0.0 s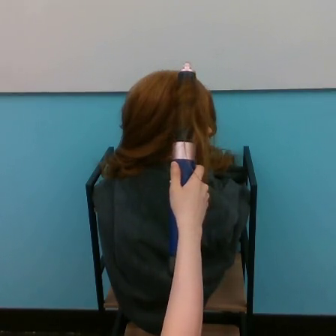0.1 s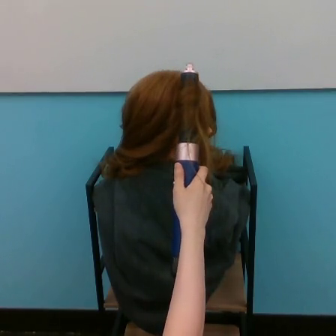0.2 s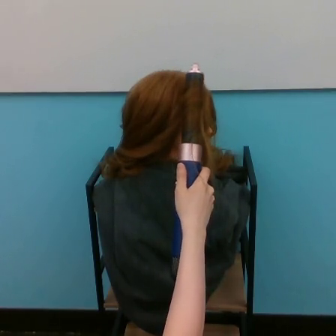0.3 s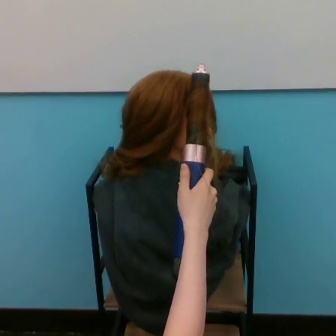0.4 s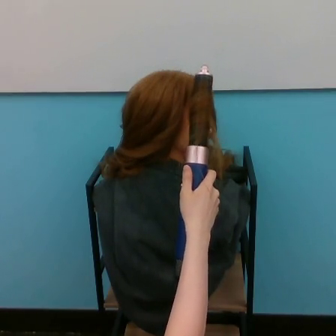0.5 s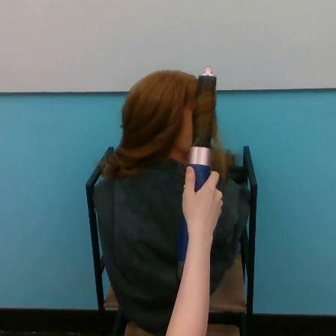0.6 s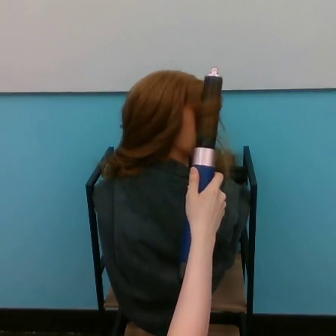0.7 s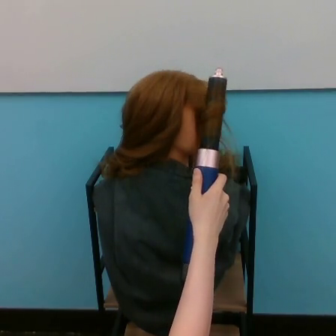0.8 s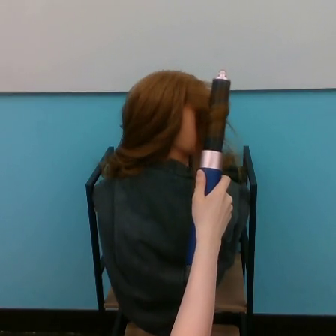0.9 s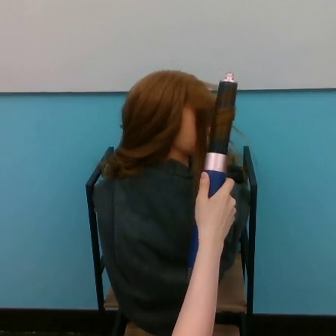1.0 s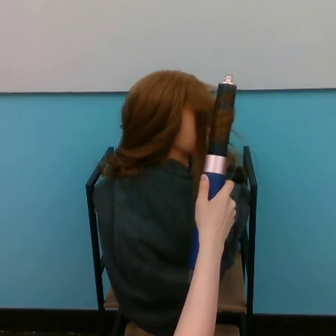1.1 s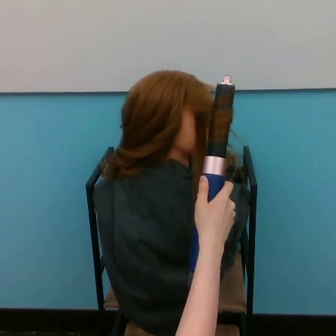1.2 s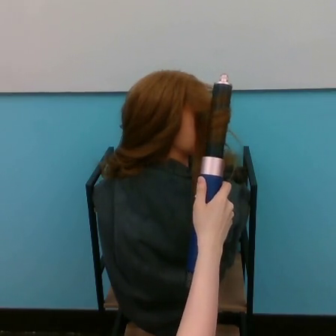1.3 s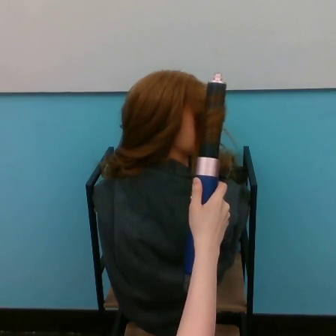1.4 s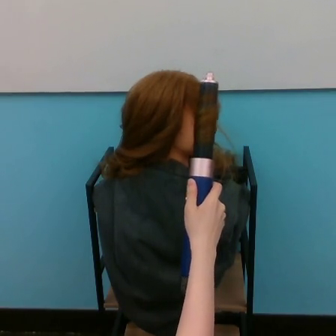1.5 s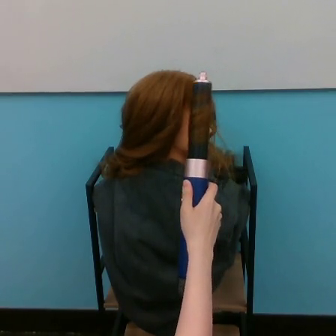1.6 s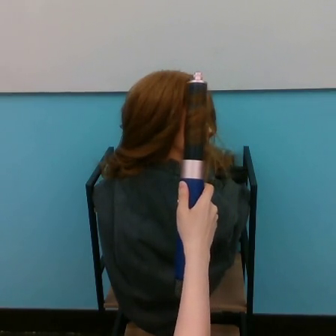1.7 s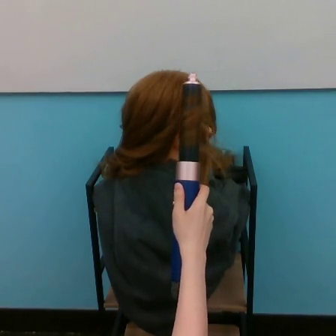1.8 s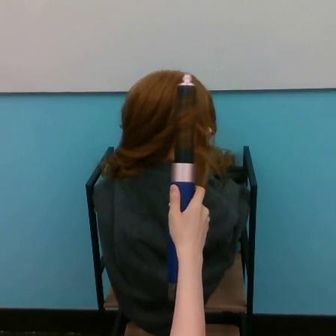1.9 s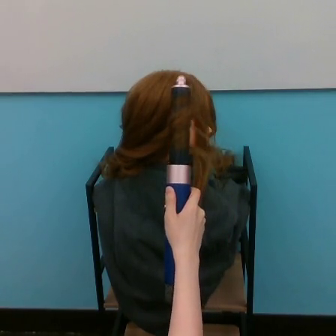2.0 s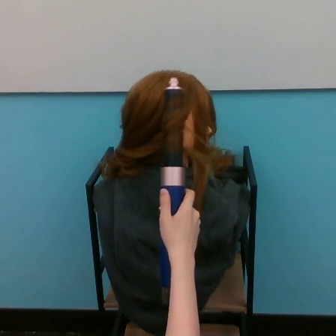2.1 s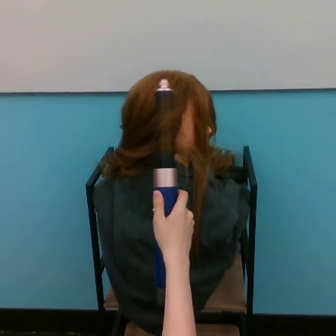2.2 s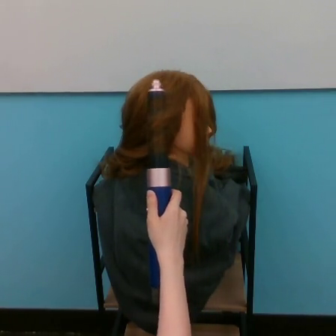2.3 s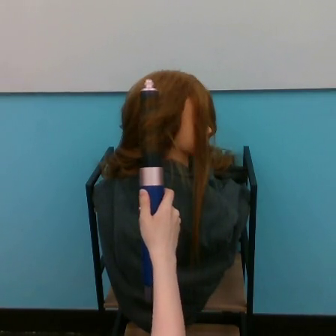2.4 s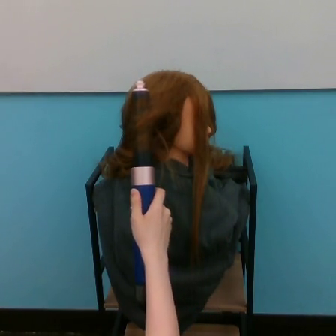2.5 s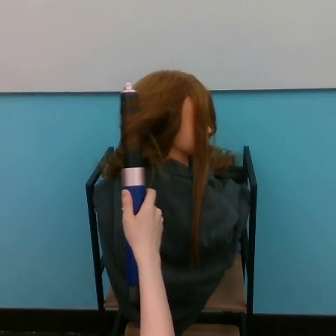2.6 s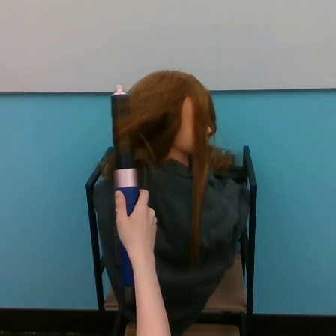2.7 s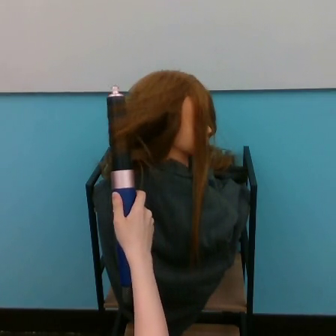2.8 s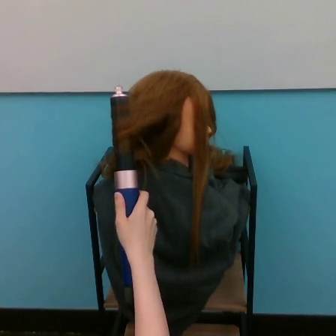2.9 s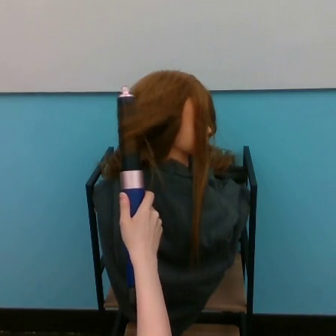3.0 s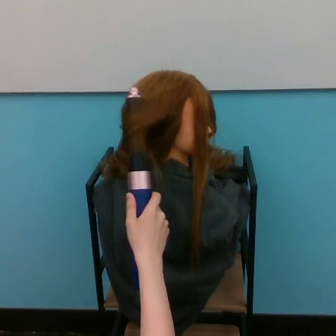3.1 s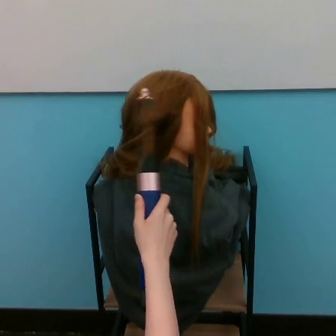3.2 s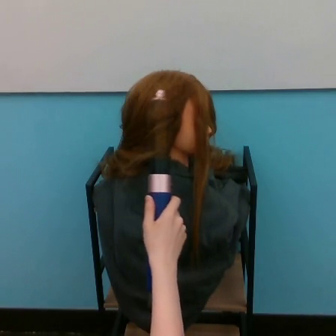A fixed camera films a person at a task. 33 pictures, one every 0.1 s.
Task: curl hair.
0.0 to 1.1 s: The hand goes to the right and downward.
1.1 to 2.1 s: The hand goes to the left.
2.1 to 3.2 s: The hand goes to the left, then to the right.
